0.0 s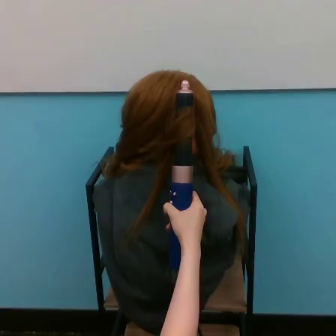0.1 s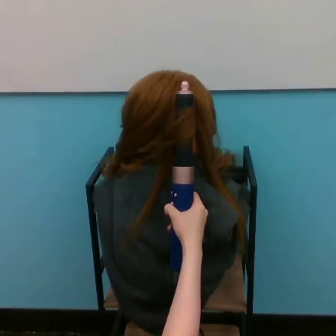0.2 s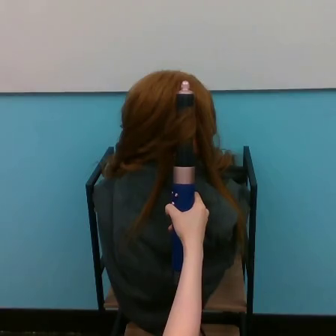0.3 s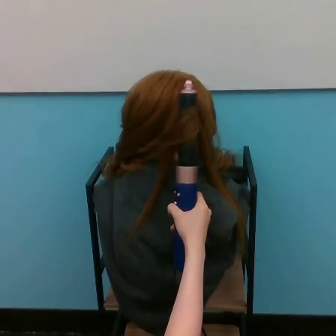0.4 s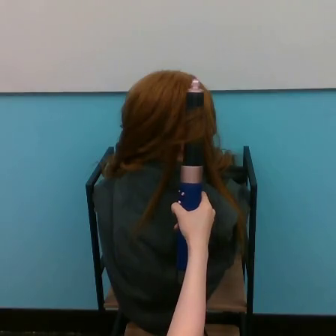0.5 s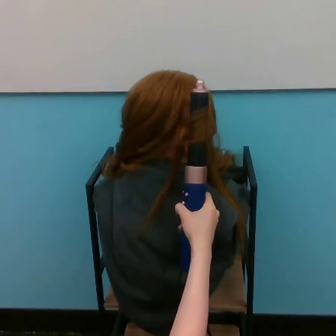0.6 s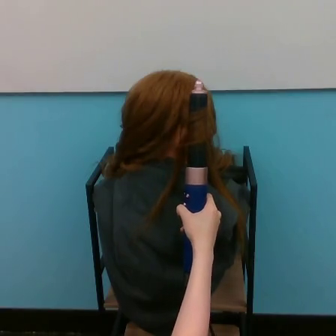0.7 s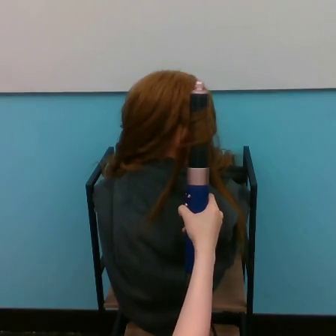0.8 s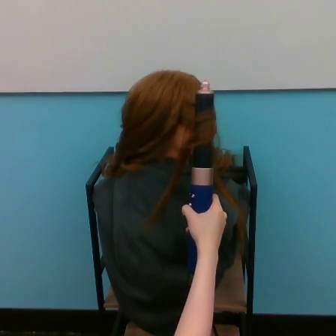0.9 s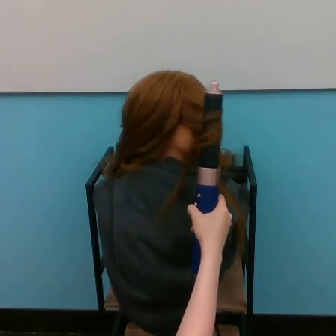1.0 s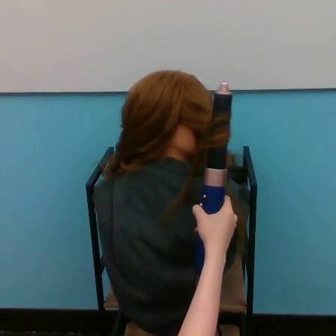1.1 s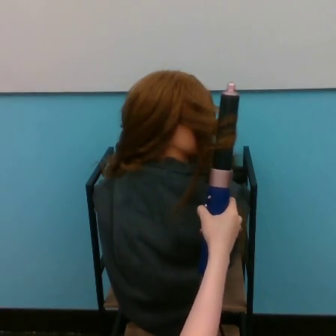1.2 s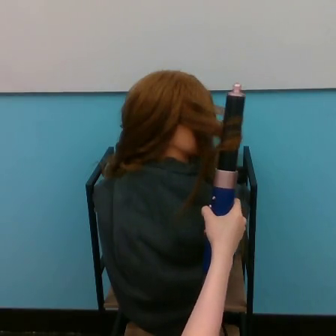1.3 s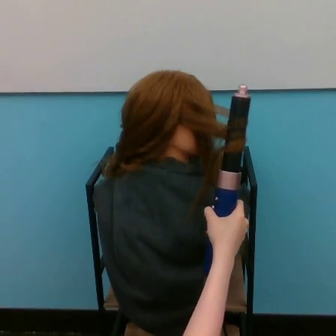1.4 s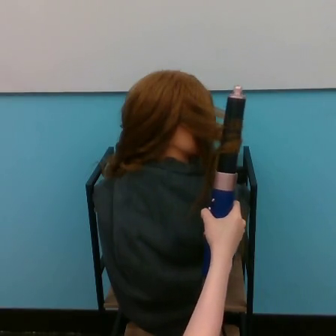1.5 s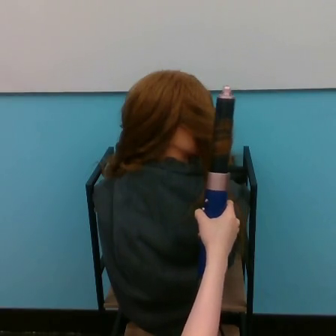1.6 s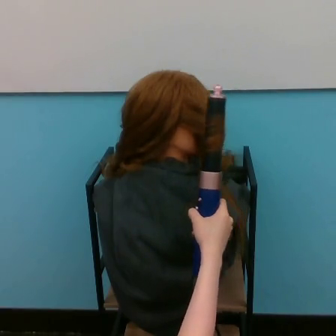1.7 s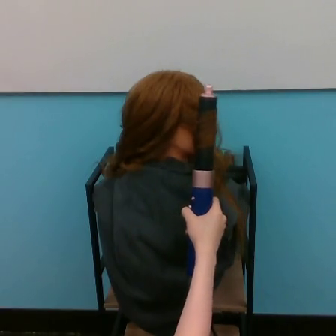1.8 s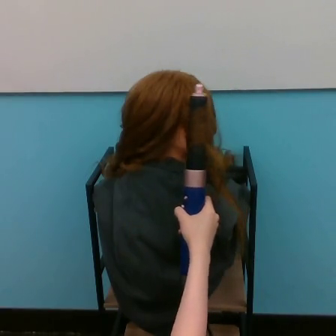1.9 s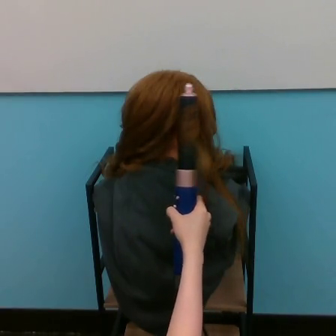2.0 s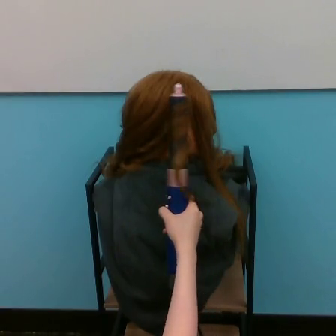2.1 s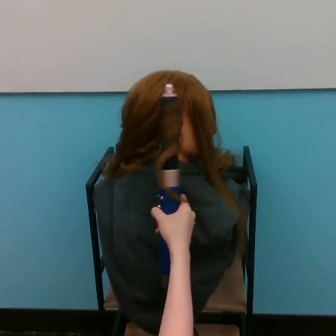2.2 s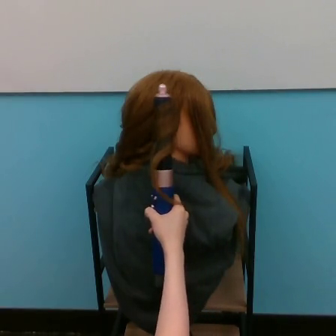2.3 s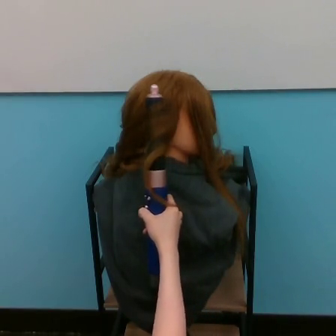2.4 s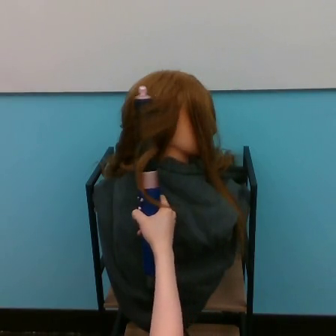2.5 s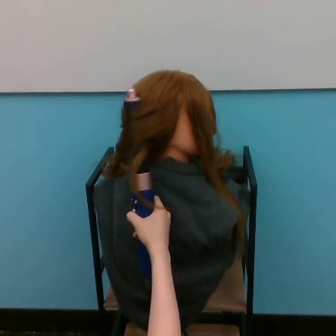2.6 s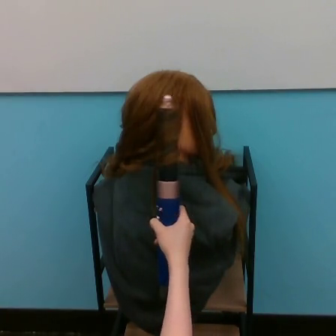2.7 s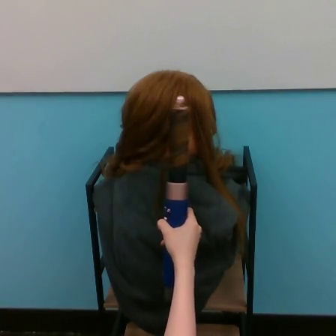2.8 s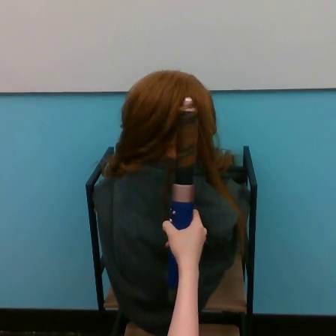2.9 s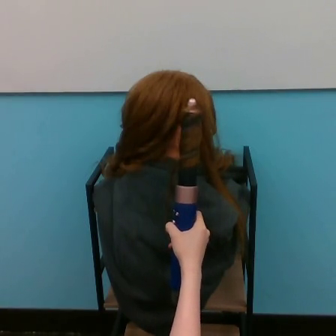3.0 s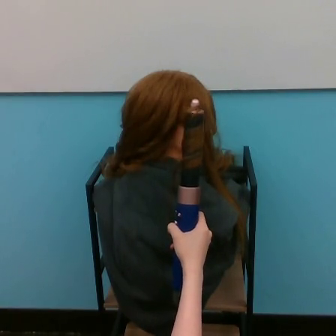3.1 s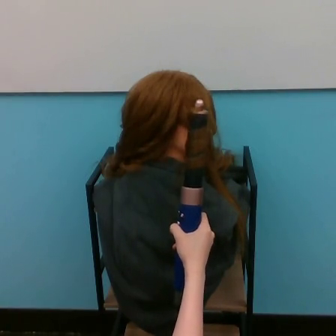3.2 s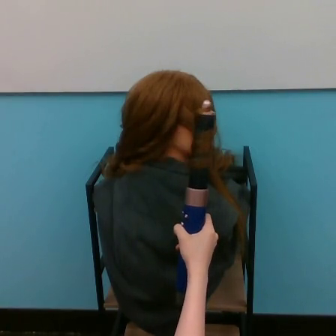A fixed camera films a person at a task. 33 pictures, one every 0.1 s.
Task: curl hair.
0.0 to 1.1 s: The hand goes to the right.
1.1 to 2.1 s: The hand goes to the left.
2.1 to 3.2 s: The hand goes to the right and downward.
